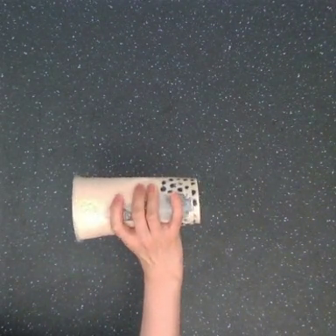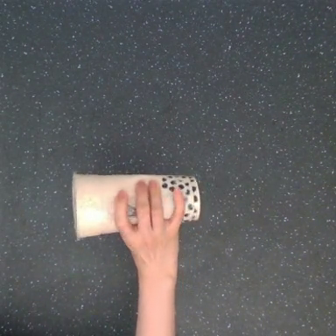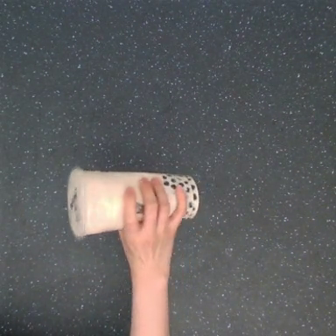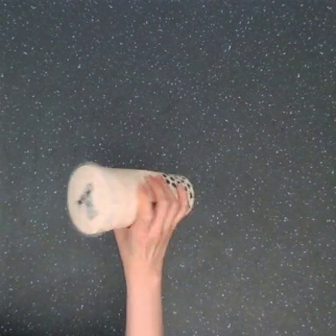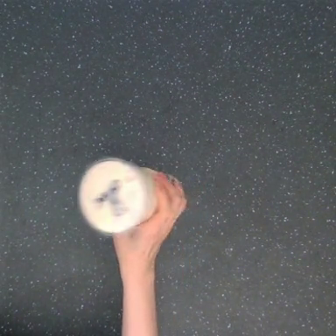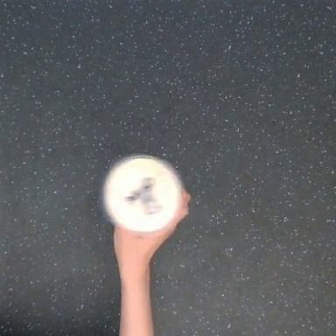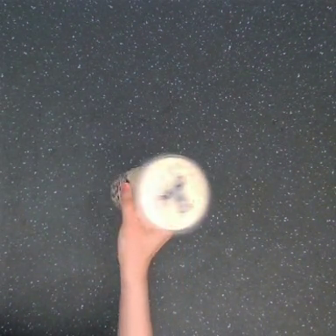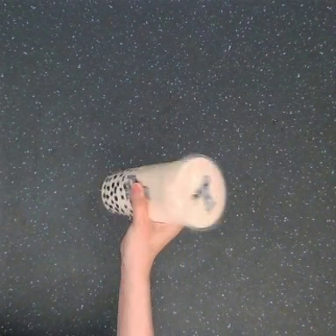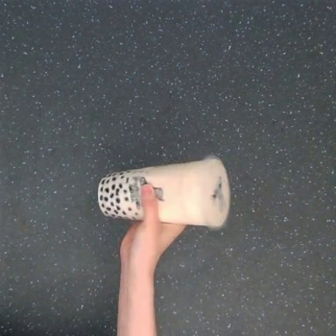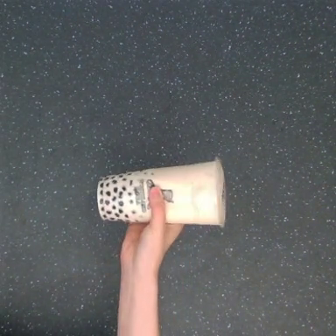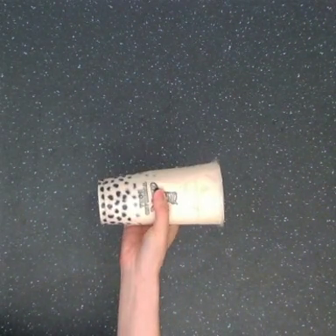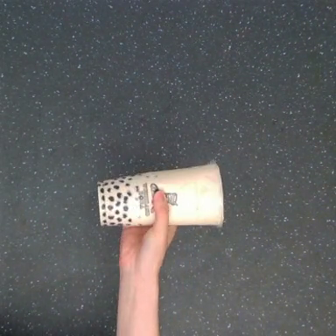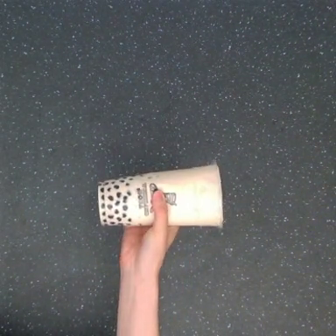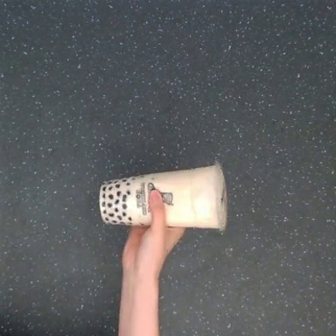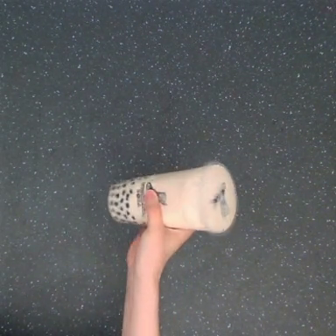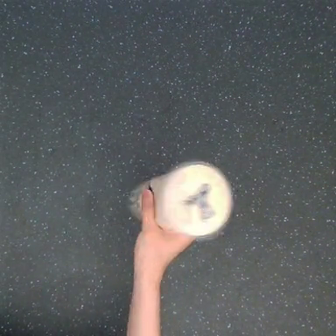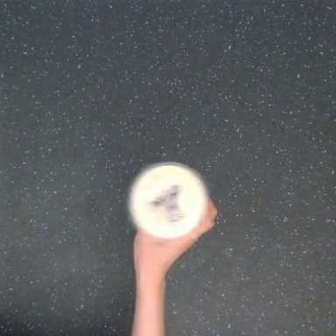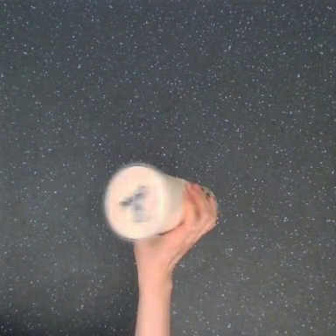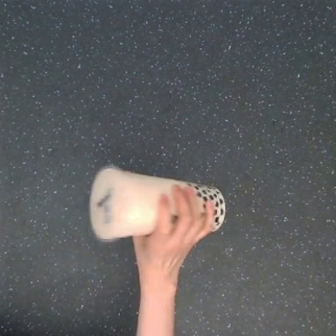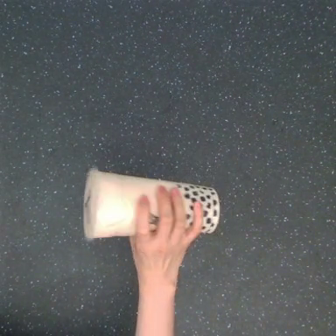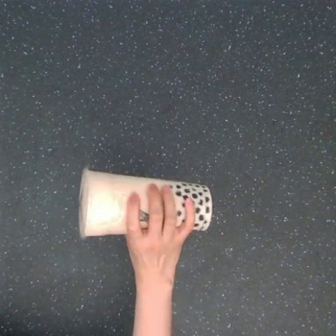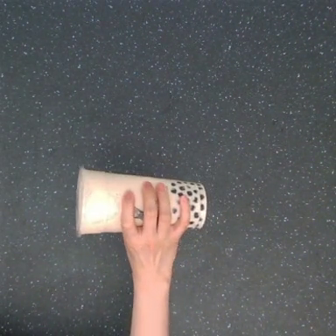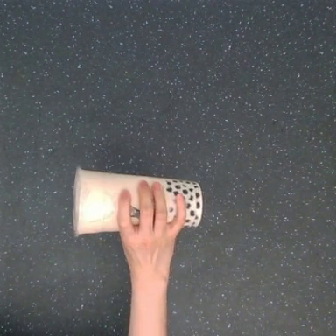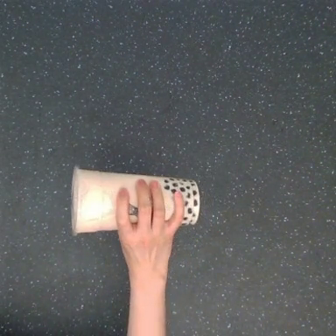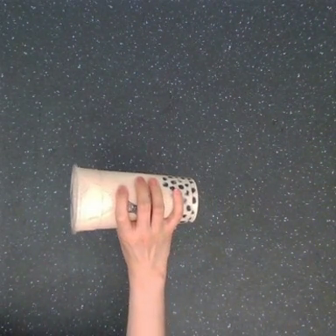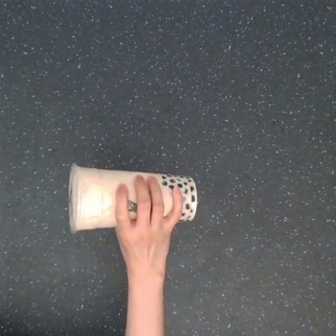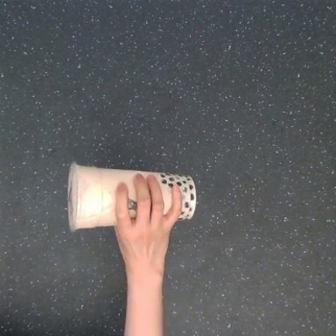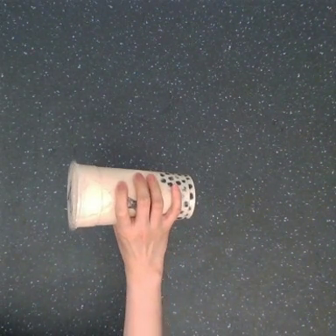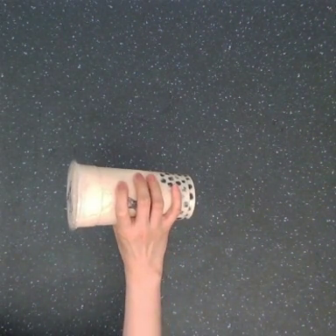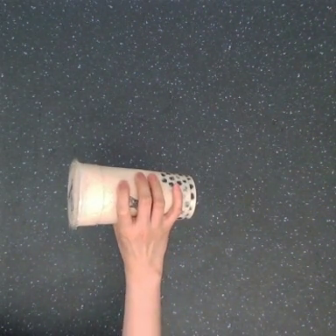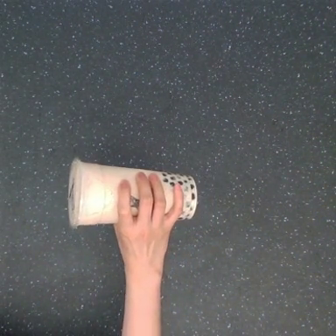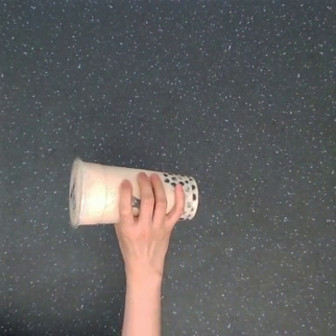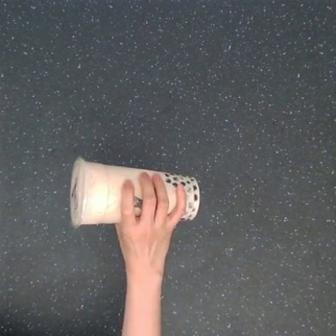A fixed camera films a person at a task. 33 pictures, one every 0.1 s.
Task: shake the boba.
0.0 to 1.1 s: The hand goes to the right.
1.1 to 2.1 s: The hand goes to the right, then to the left.
2.1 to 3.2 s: The hand moves only a little.
